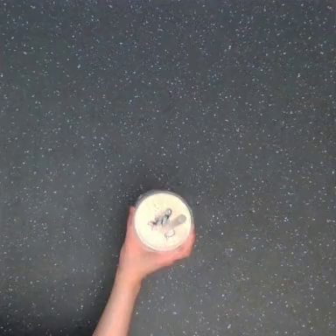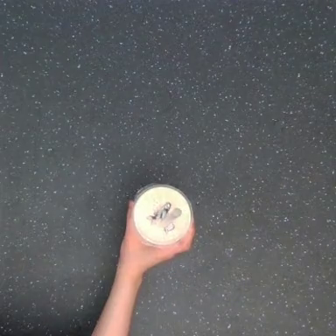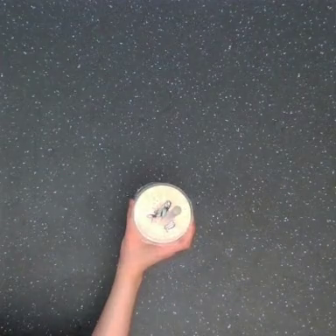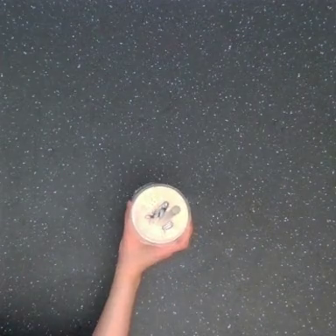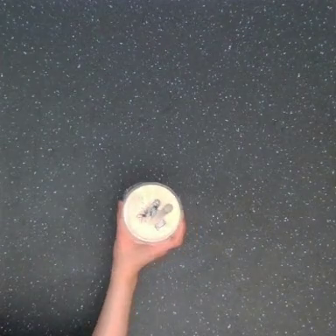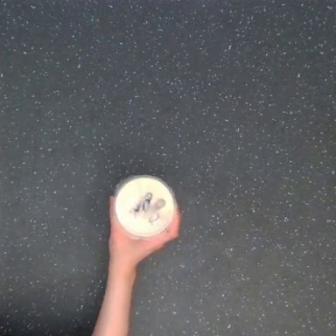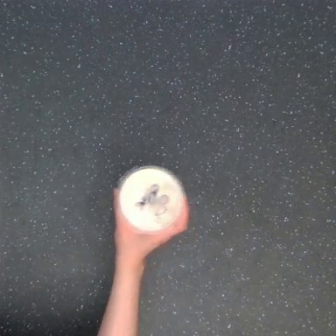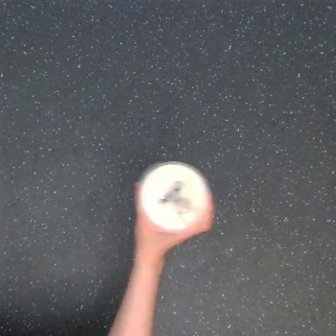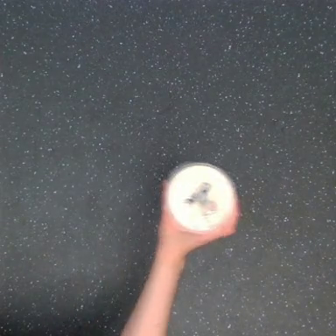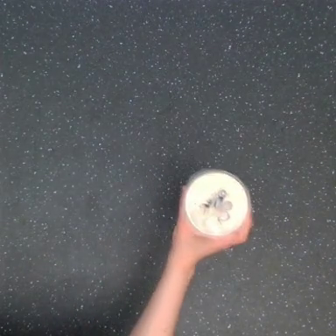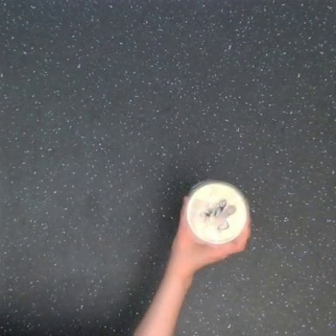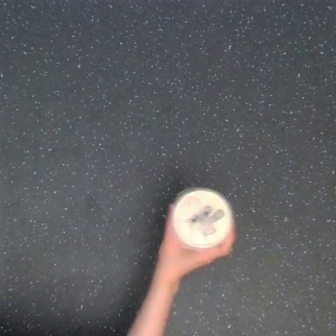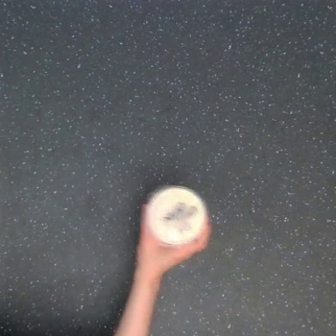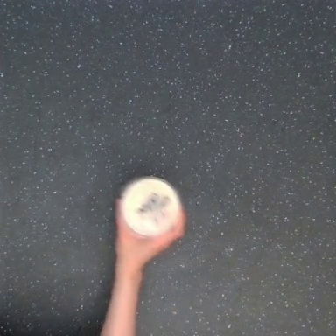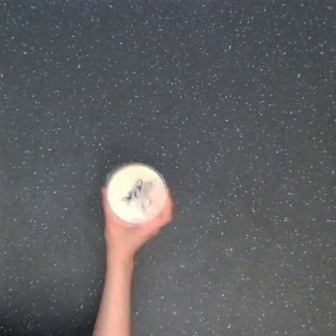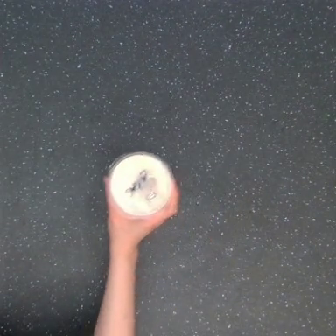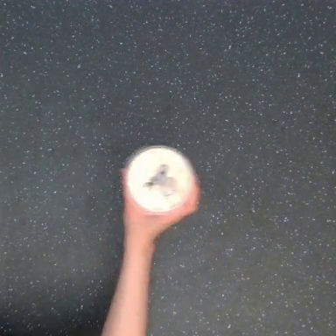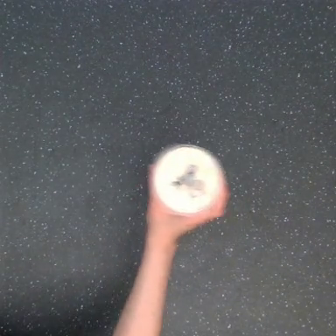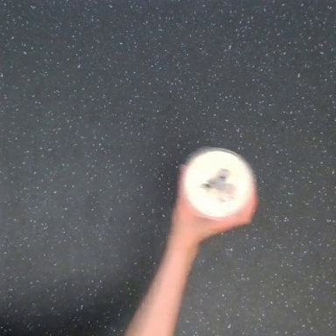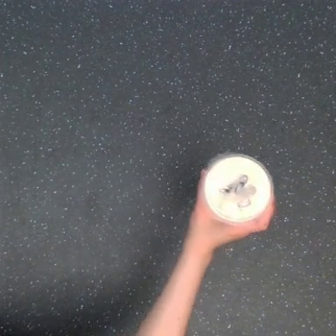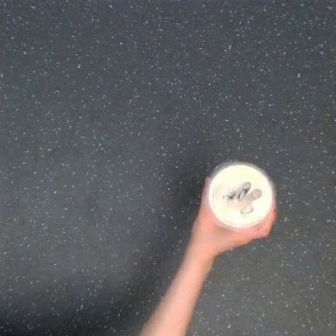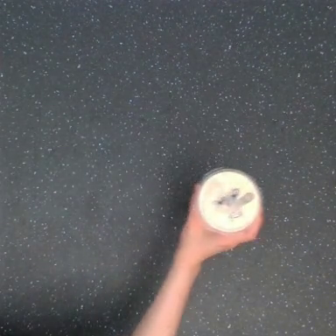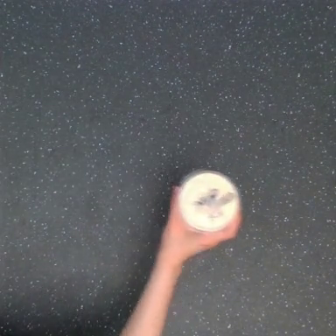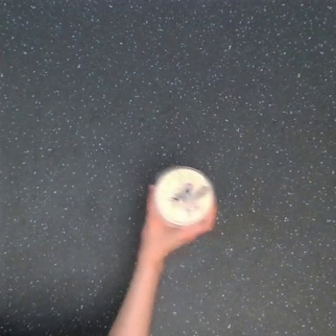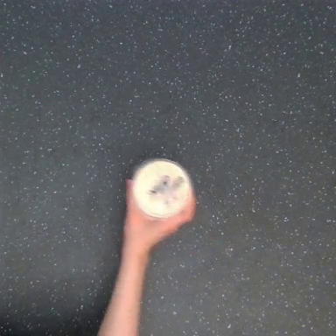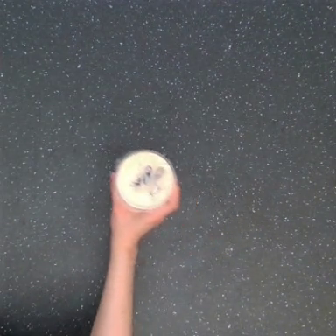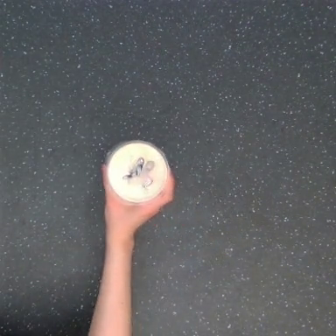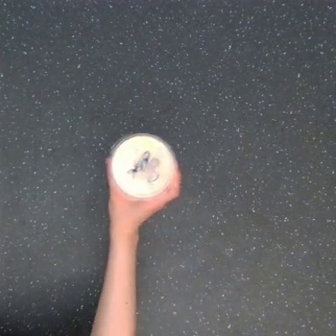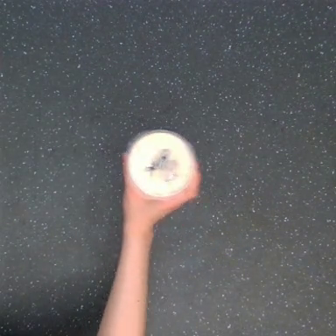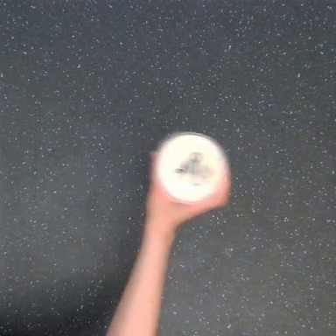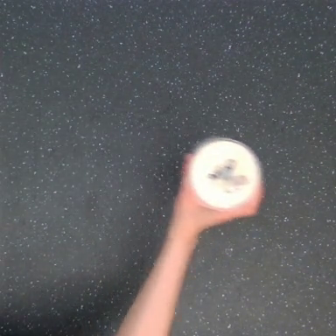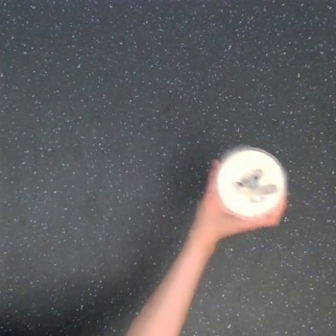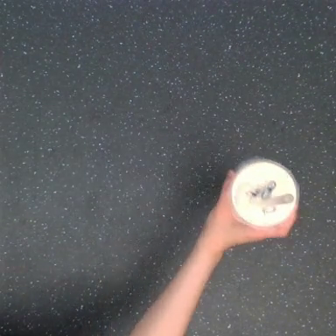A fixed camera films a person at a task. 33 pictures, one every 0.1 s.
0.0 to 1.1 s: The hand goes to the right.
1.1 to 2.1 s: The hand goes to the left, then to the right.
2.1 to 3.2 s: The hand goes to the left, then to the right.
Task: shake the boba.
